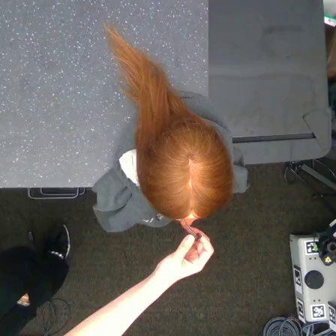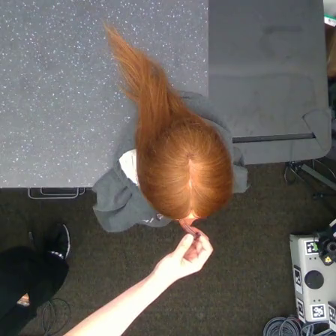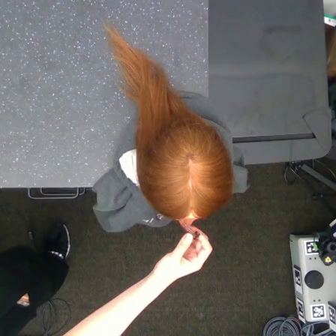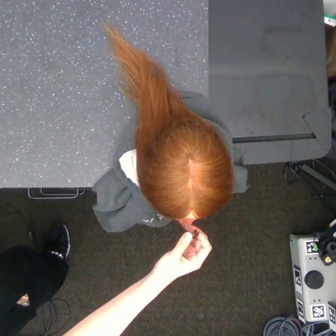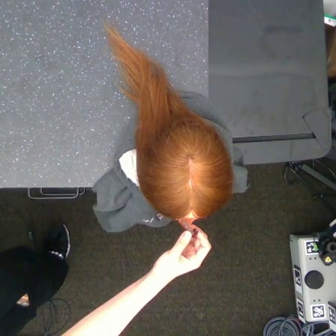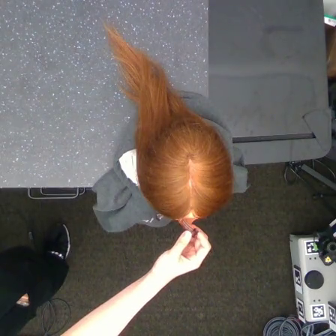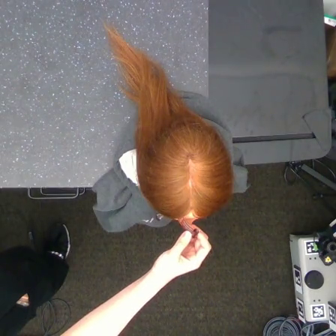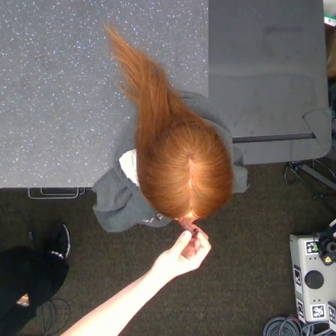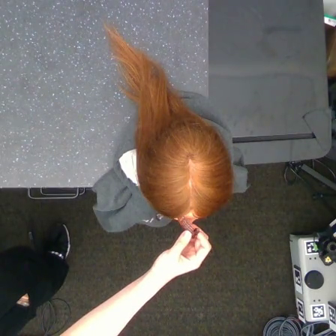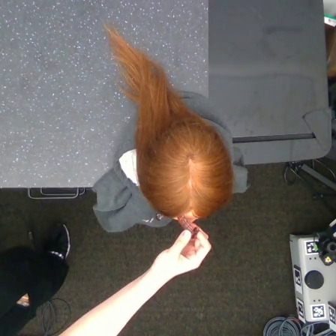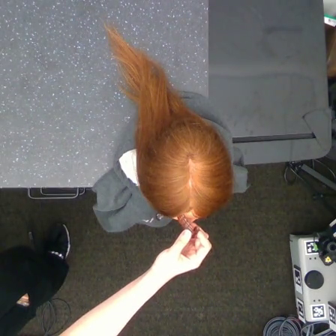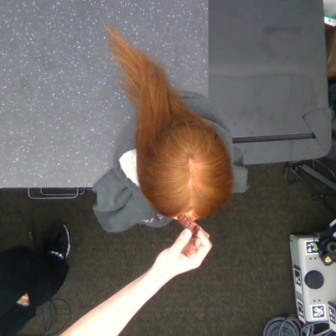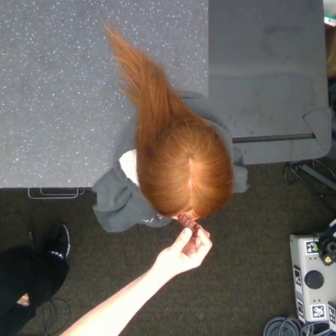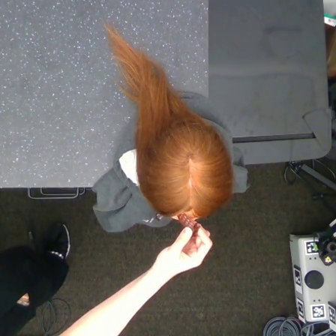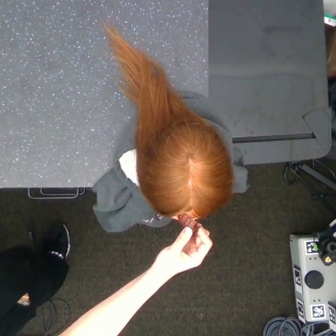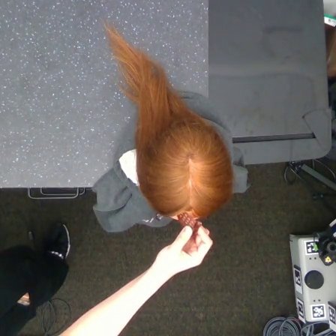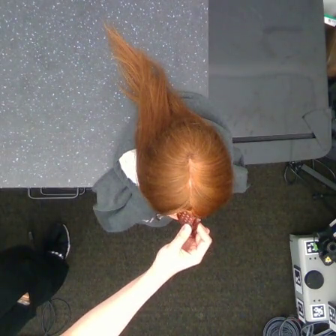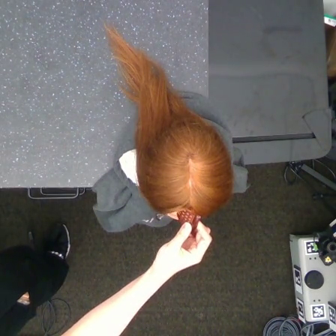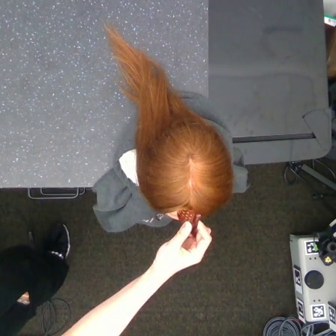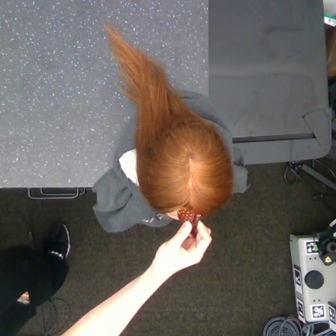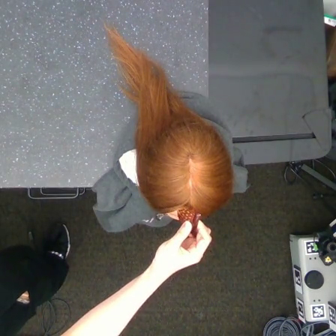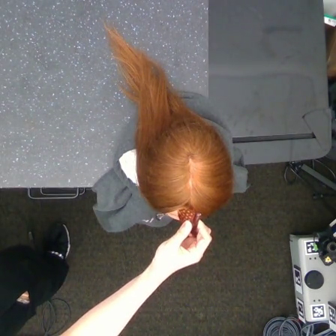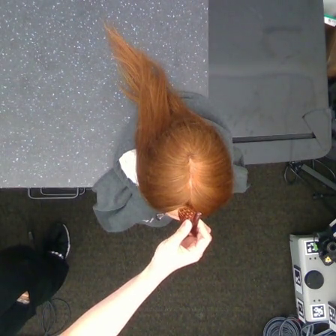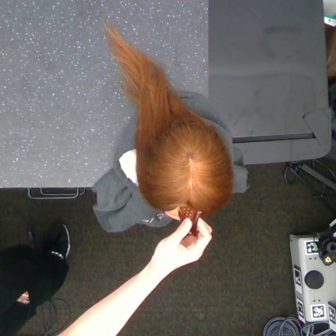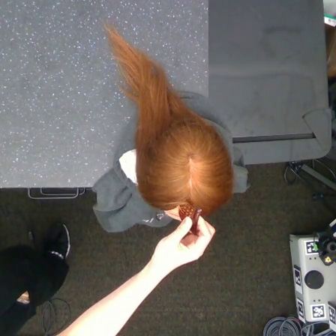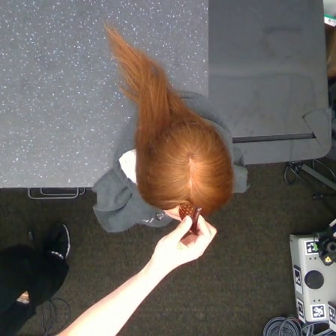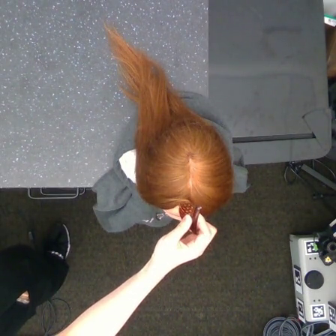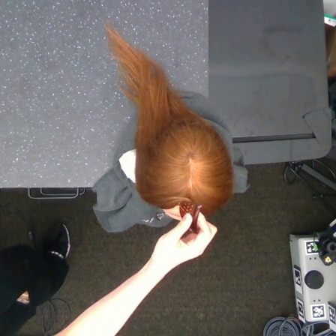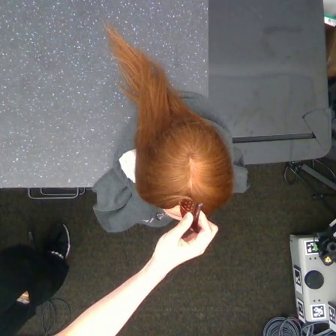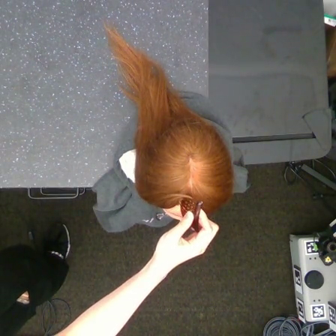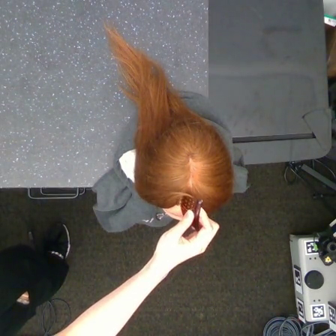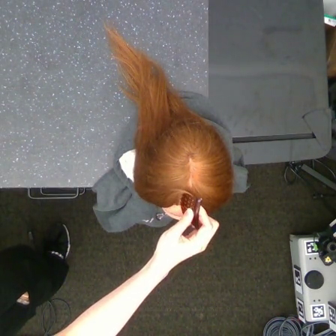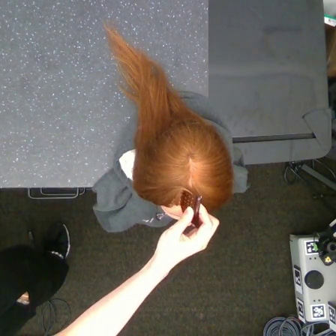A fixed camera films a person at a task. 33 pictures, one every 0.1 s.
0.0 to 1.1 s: The hand stays where it is.
1.1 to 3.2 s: The hand goes upward.
Task: part hair.
